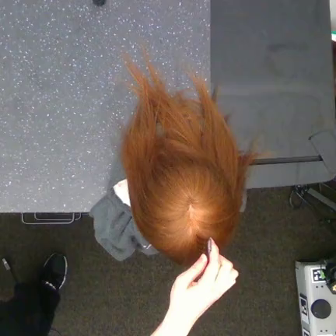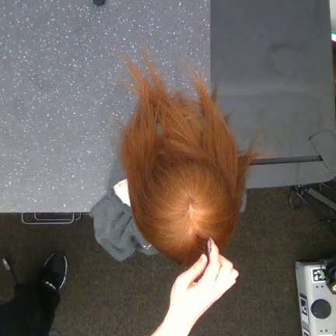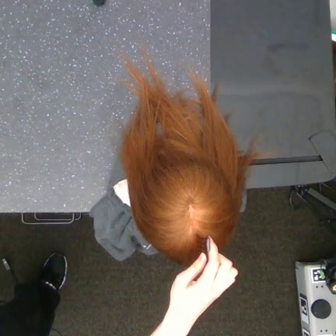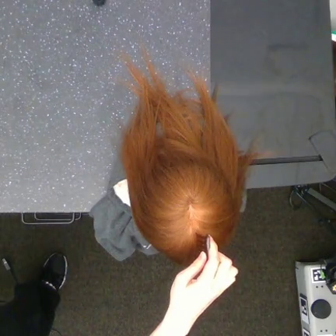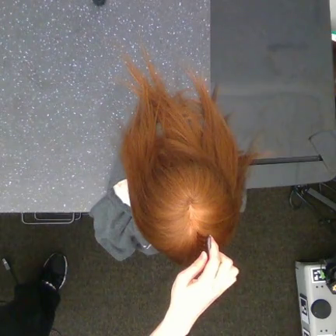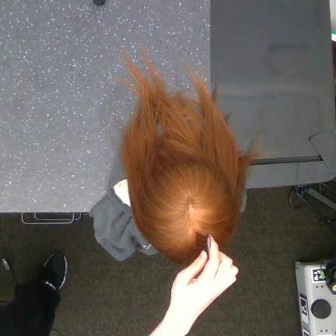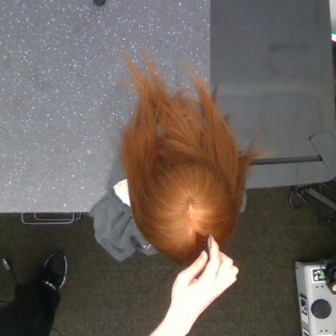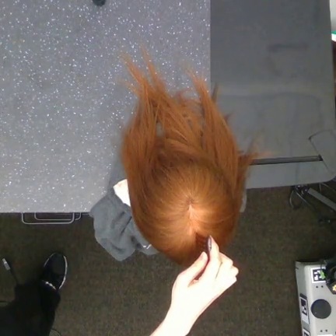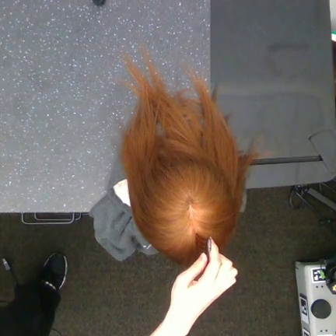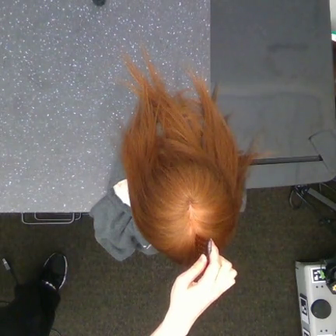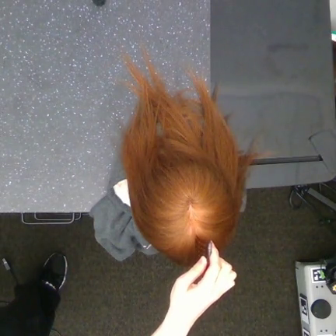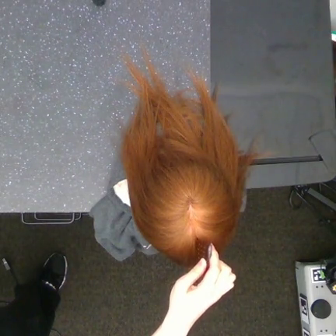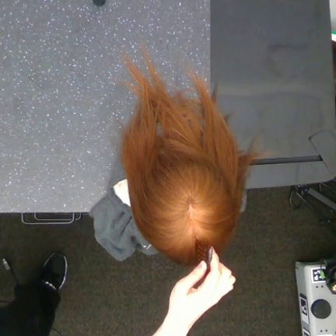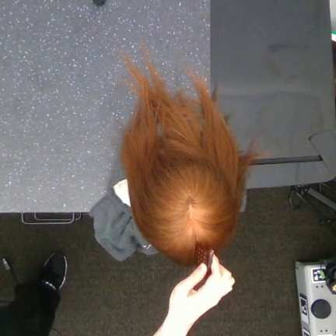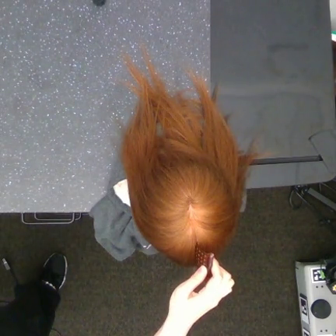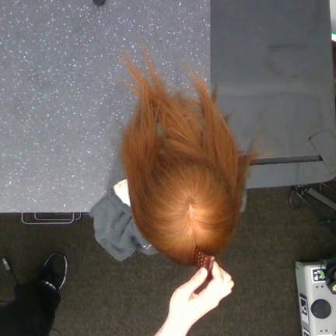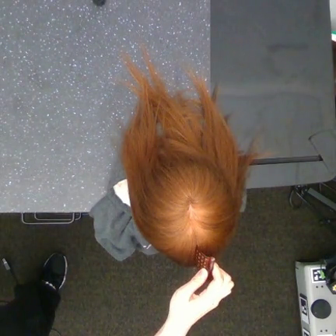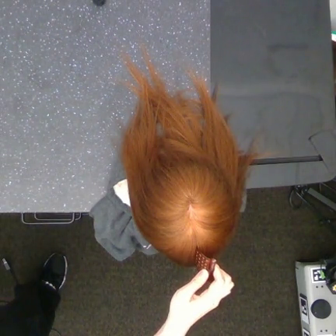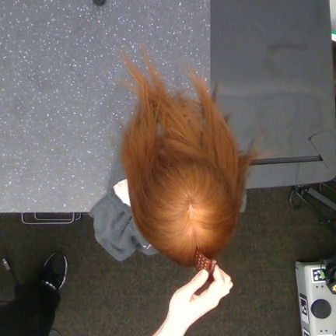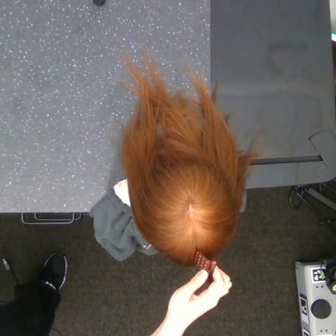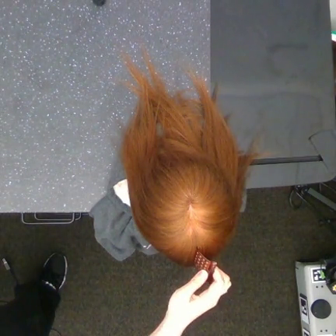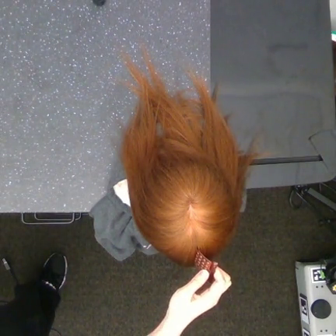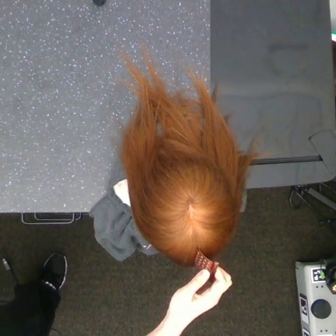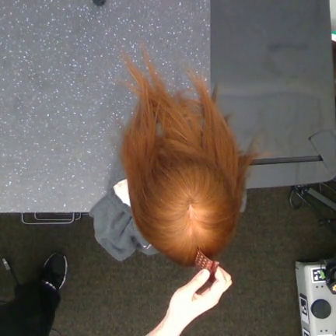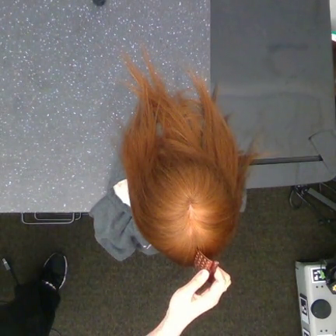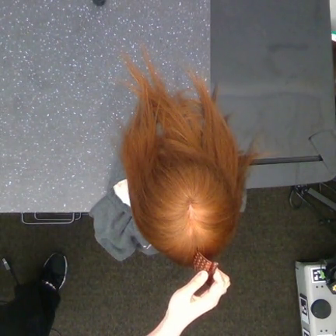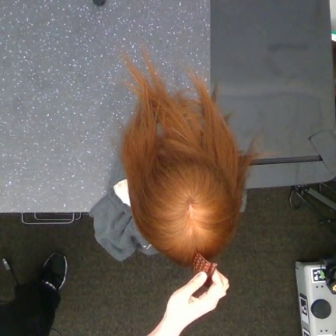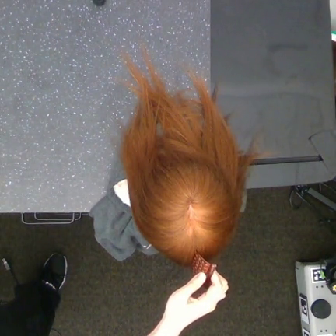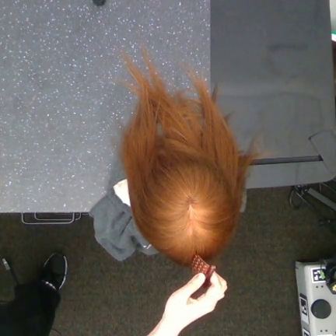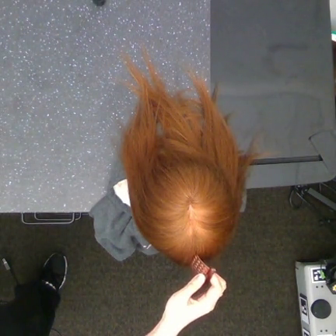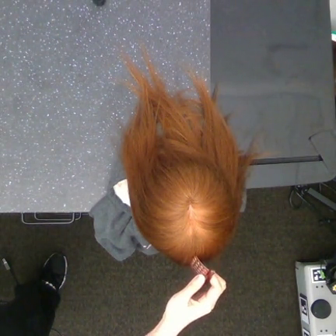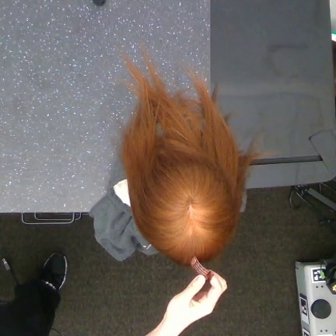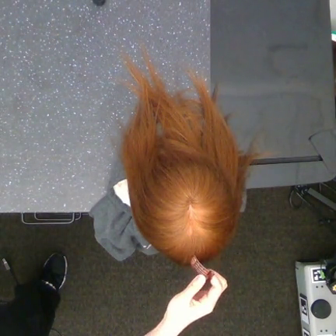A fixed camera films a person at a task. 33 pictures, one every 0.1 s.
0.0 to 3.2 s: The hand goes downward.
Task: tidy front hair.
